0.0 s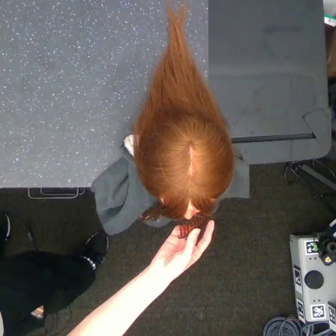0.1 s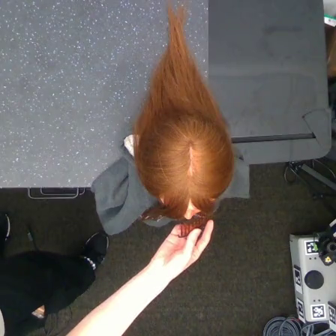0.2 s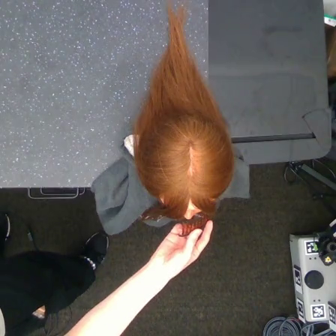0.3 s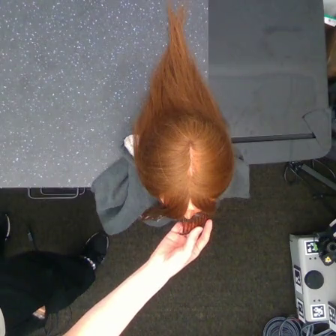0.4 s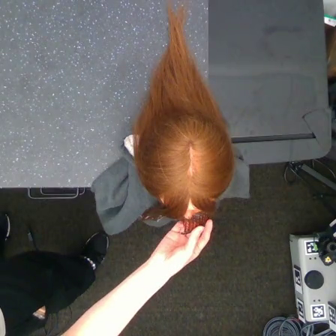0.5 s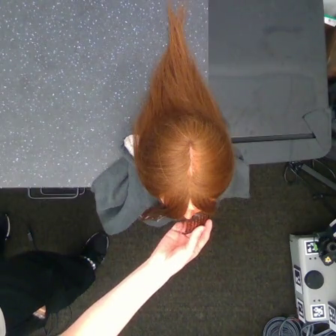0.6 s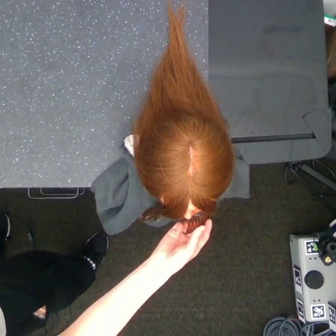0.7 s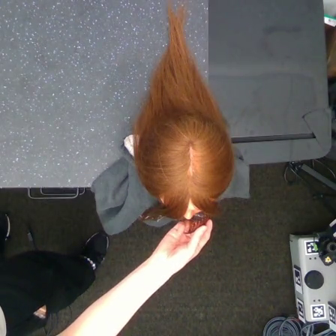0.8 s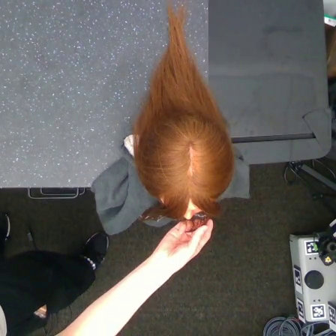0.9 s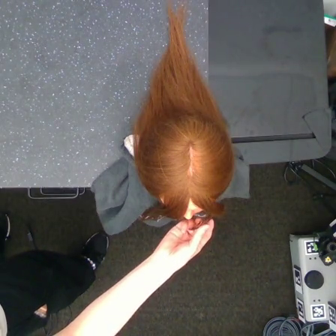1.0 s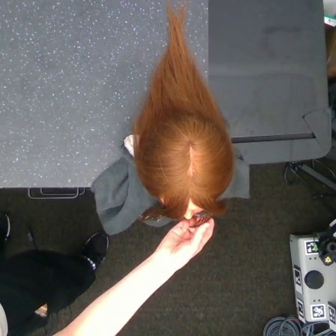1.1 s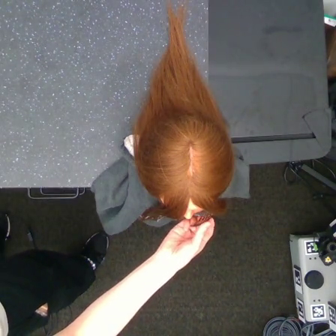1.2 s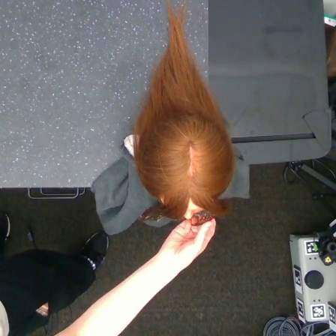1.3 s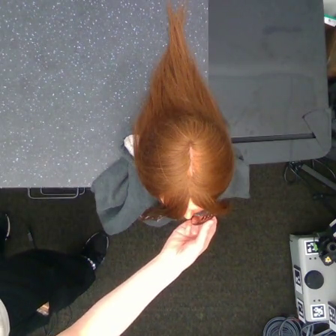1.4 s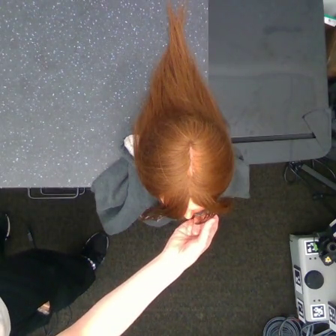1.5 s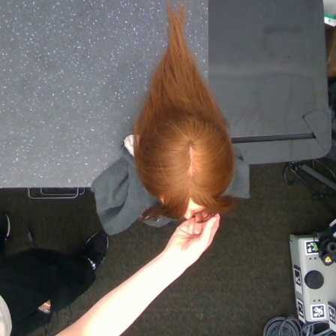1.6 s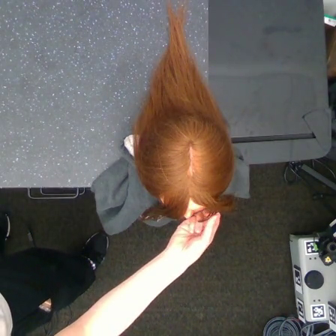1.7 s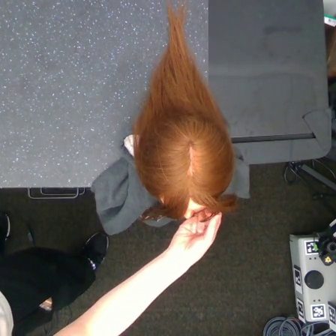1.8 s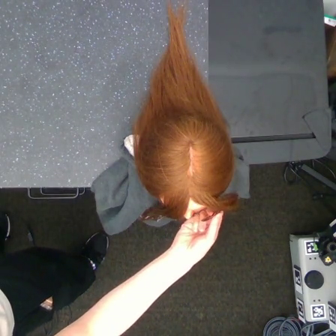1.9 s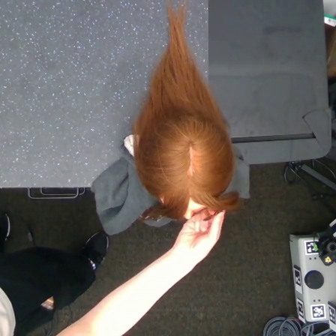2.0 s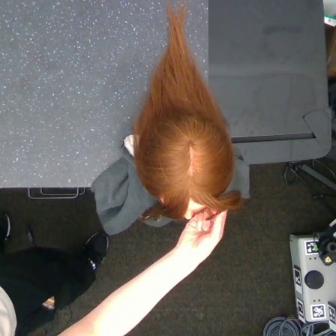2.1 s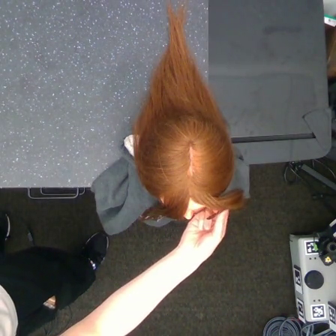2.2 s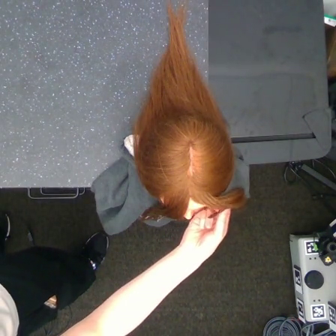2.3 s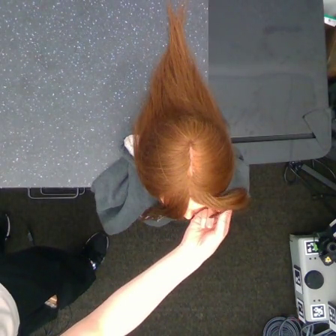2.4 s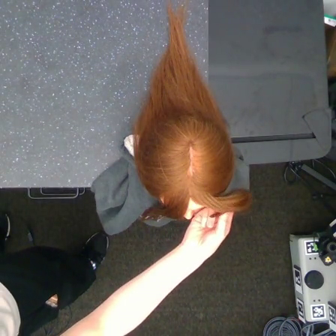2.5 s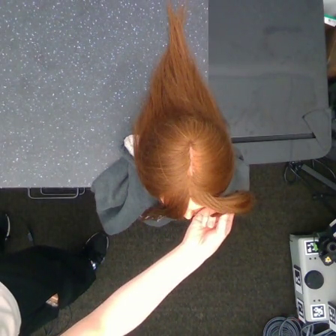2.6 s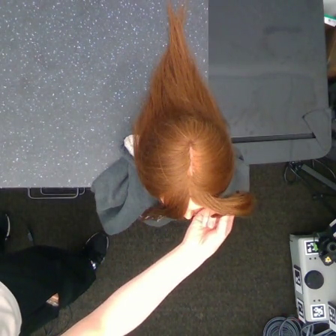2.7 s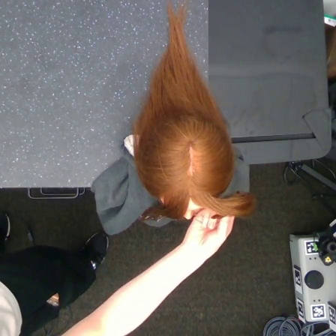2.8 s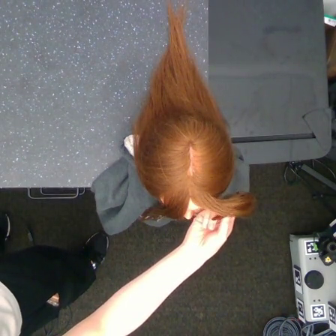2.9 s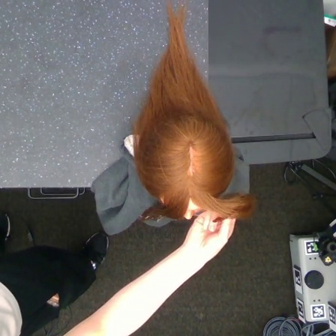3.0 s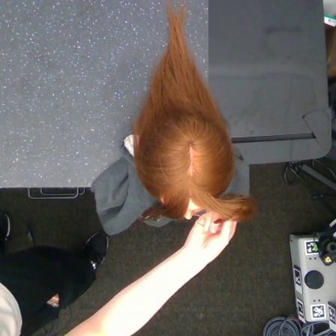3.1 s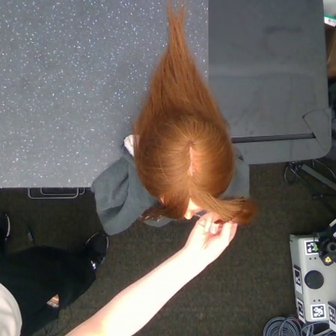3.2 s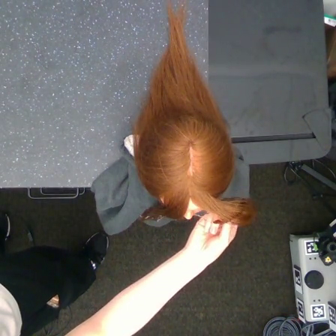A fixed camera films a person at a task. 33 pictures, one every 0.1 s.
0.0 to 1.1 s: The hand moves only a little.
1.1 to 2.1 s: The hand goes to the right.
2.1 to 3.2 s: The hand moves only a little.
Task: tidy front hair.
